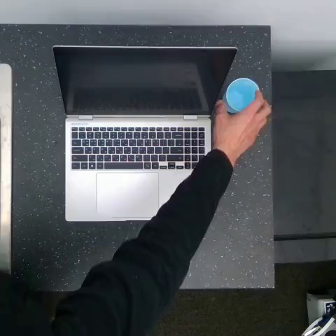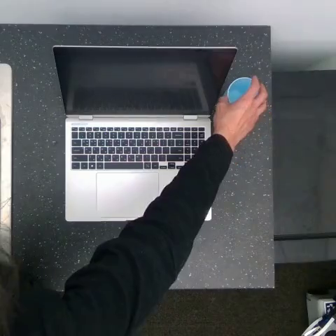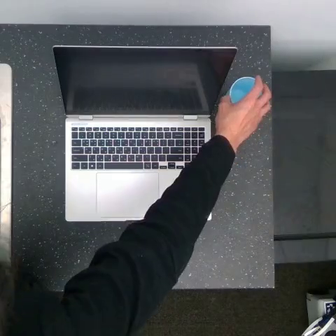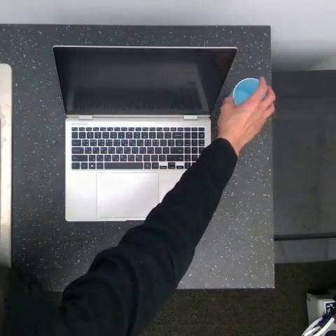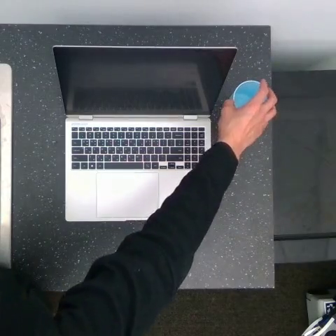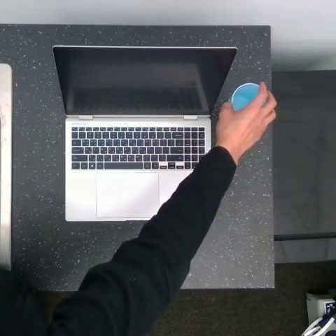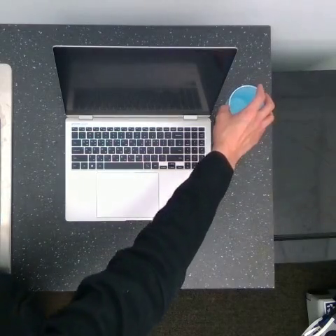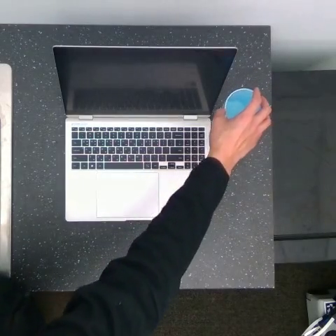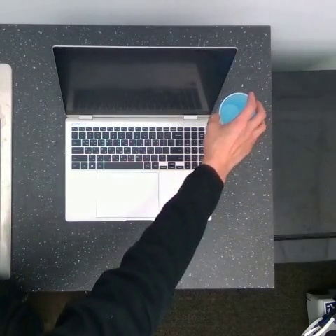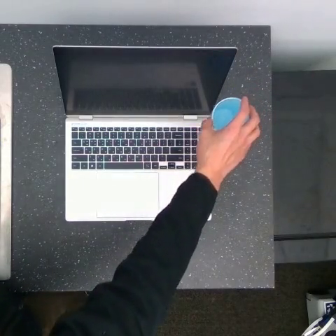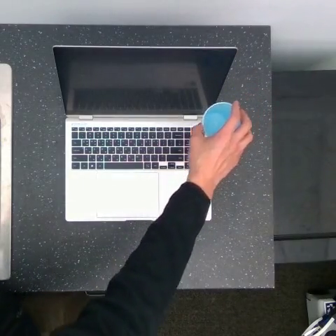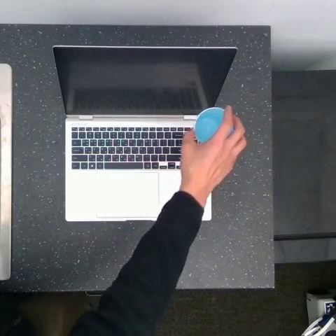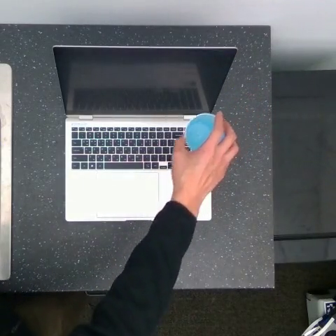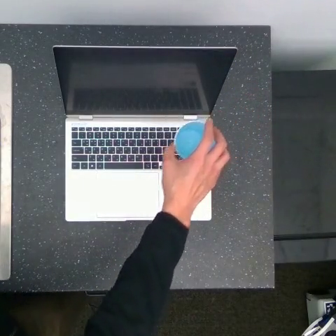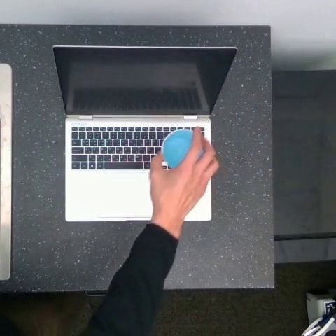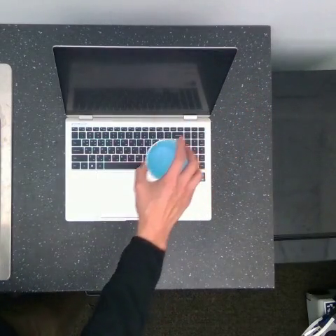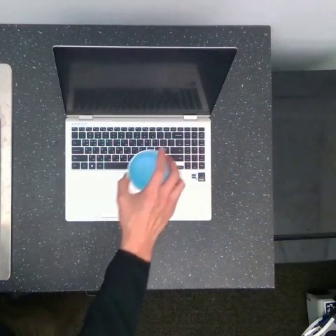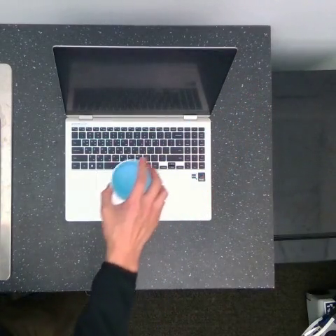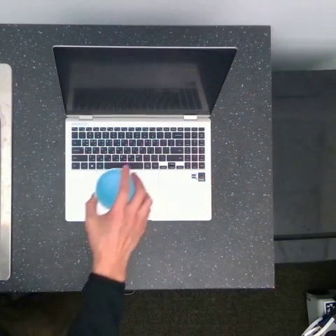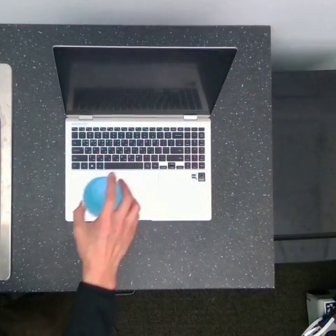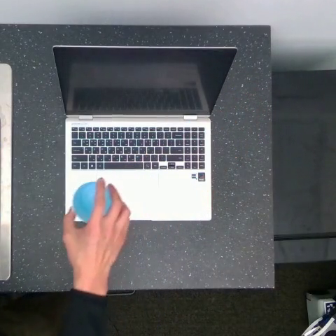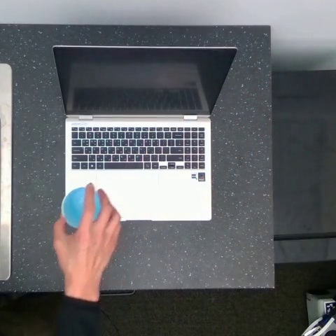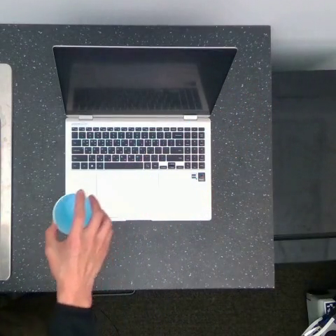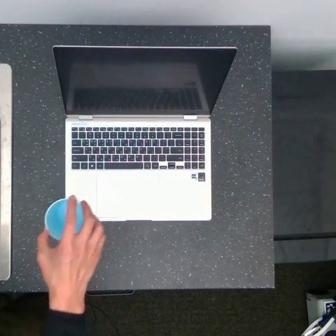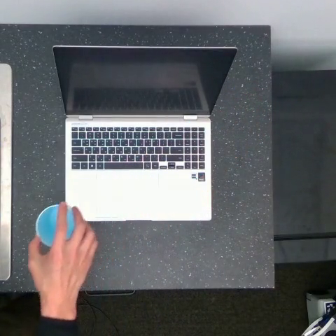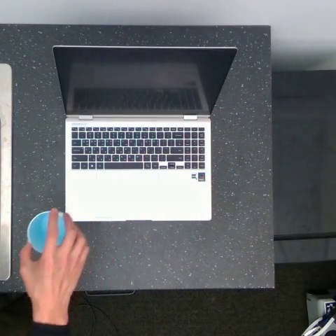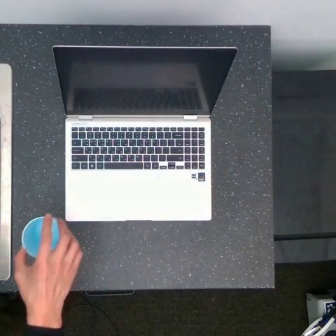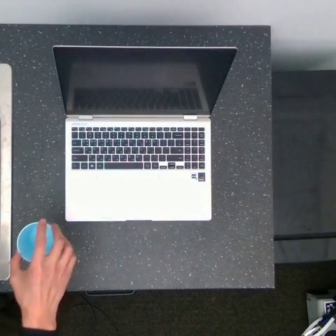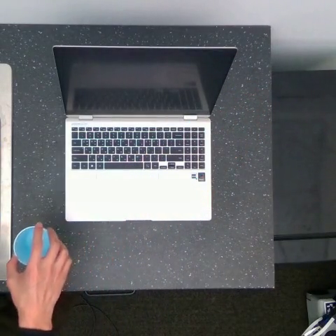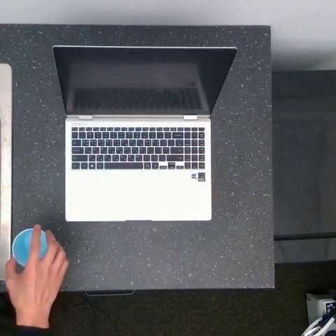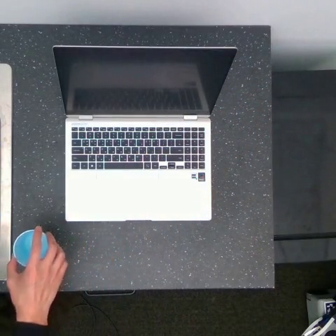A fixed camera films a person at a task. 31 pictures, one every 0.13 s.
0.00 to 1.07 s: The hand moves only a little.
1.07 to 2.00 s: The hand goes to the left and downward.
2.00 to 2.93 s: The hand goes to the left and downward.
2.93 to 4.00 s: The hand goes to the left and downward.
Task: pick up the cup and place it to the lower left of the laptop.
Motion: move downward and to the left.
